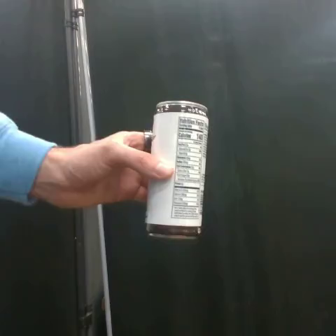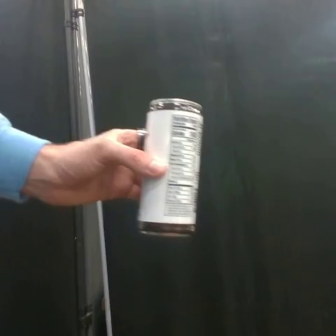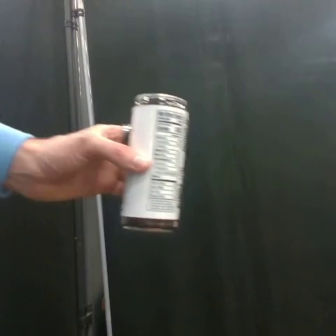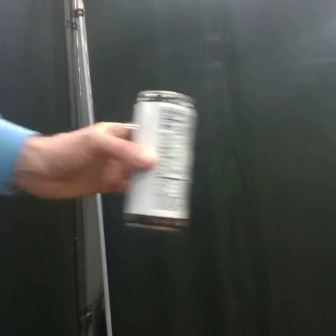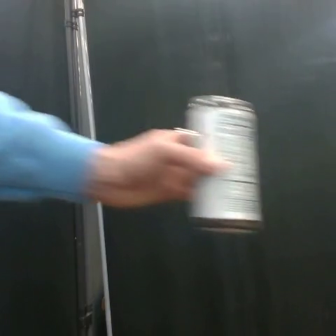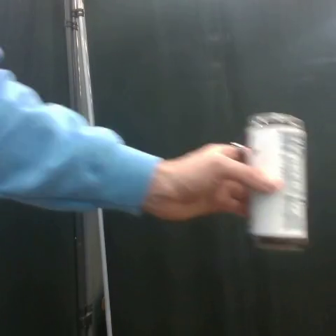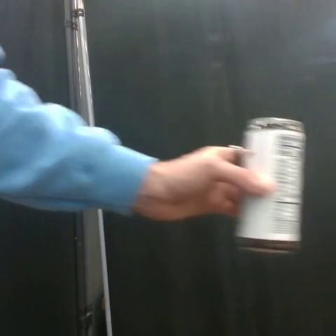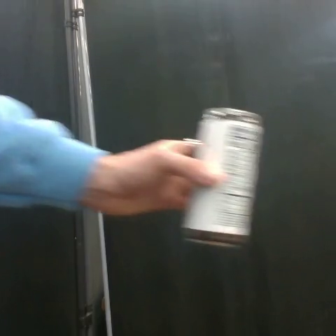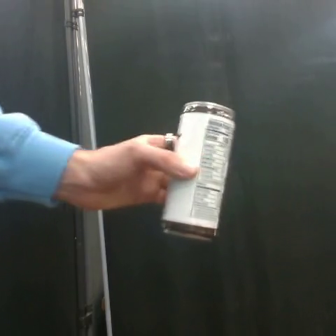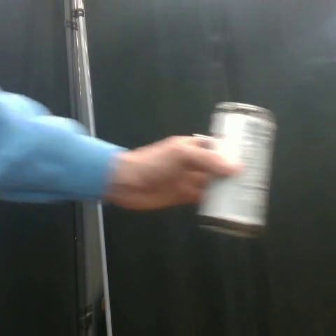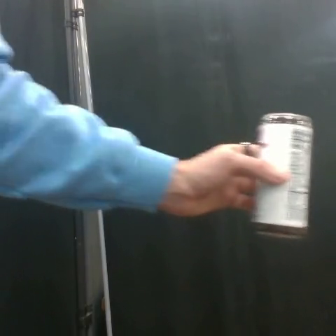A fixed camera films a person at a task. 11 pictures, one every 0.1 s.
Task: shake the coffee can.
Motion: move to the left and to the right 2 times.
0.0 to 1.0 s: The hand goes to the right.
